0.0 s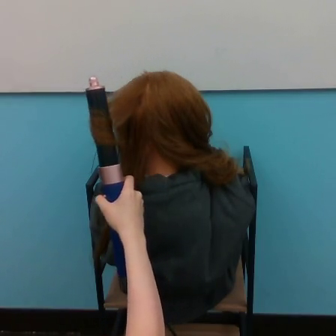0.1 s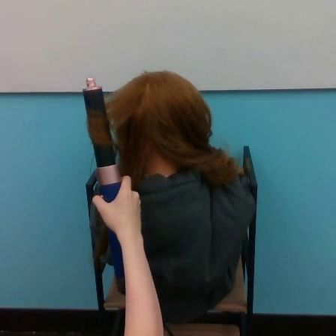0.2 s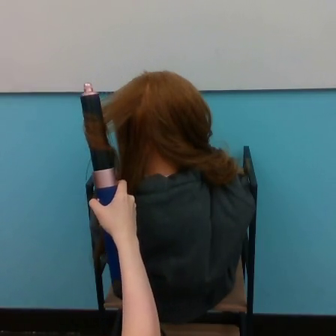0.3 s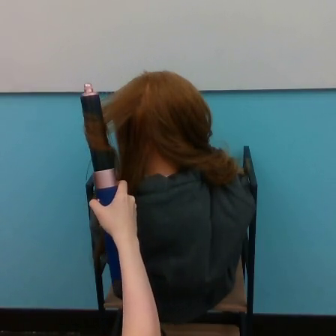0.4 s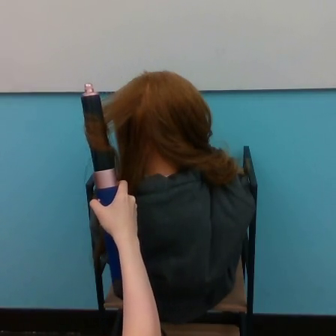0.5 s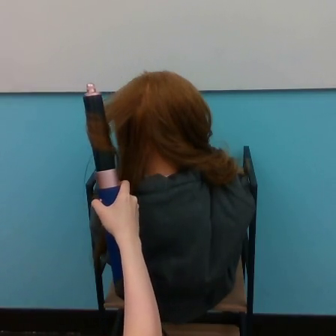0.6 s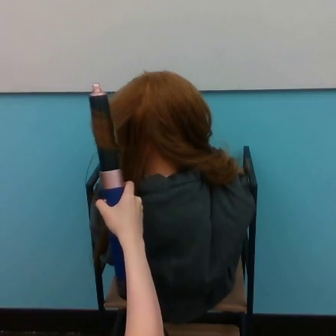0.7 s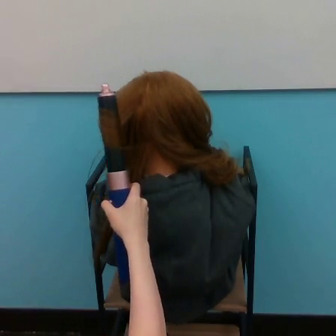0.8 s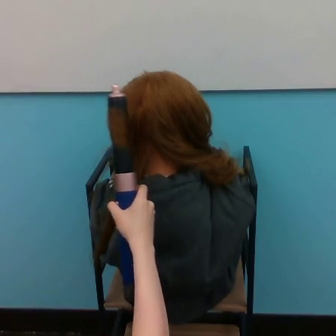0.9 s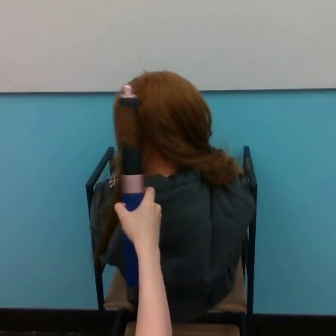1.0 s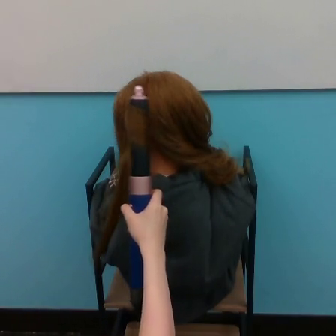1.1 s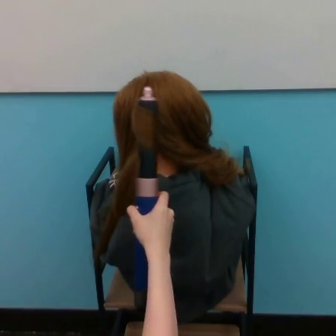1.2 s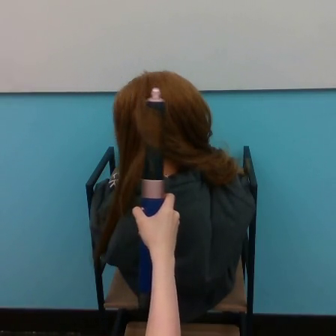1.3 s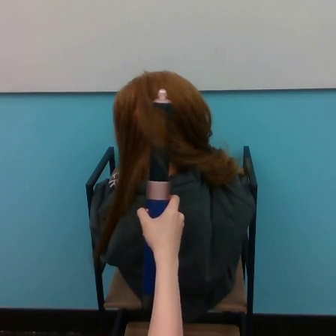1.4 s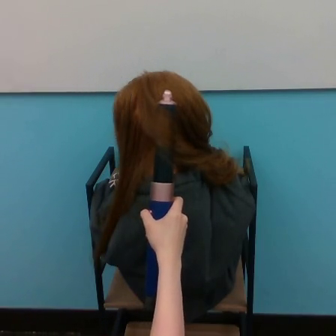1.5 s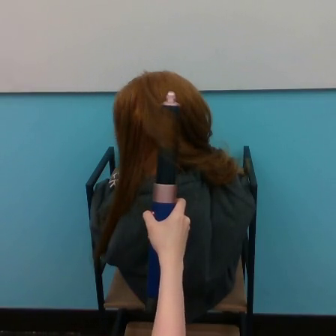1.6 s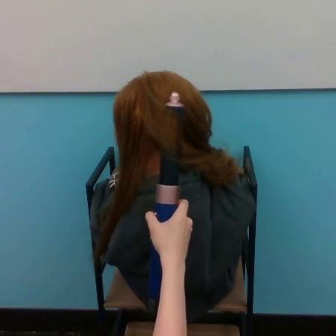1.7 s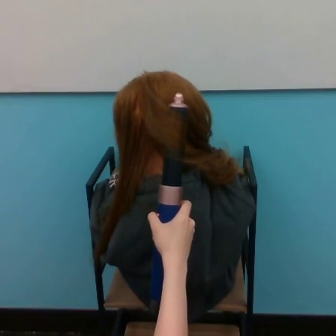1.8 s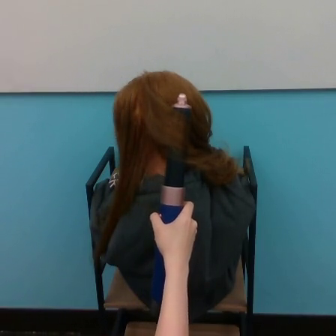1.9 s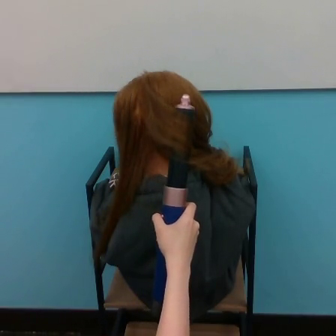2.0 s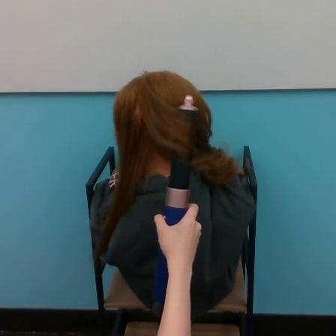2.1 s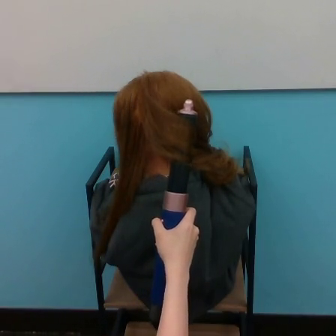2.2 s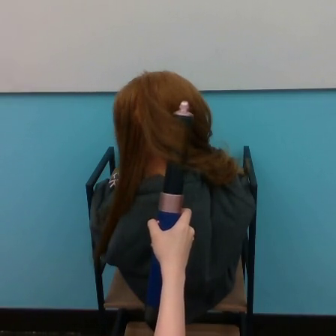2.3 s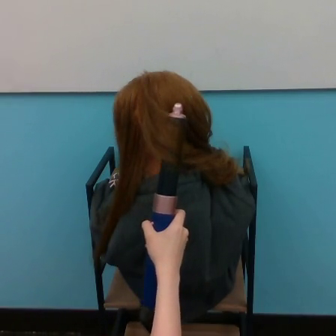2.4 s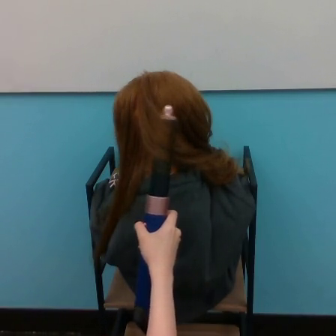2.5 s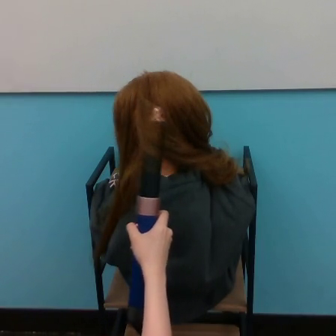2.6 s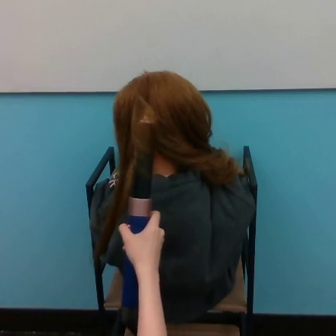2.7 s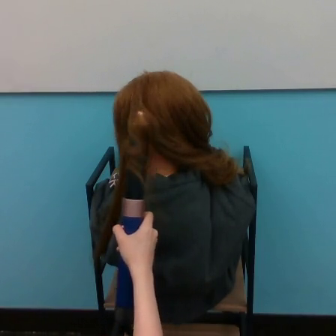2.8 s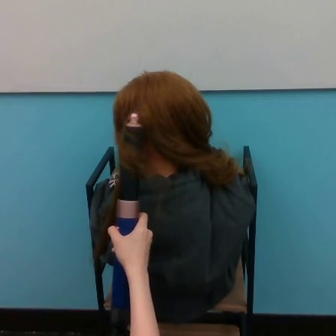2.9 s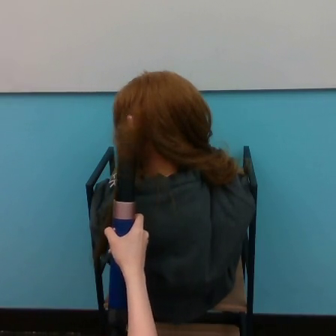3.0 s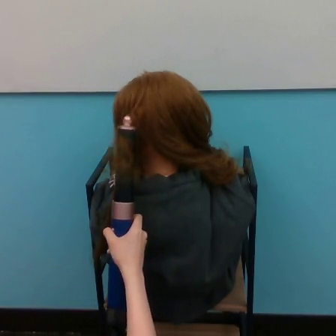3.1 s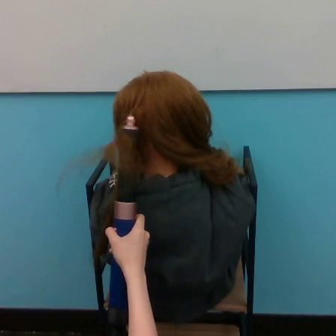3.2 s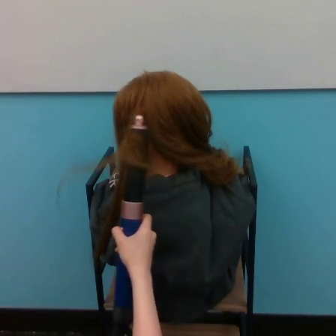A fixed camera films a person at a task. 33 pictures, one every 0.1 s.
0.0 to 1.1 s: The hand goes to the right and downward.
1.1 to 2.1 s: The hand goes to the right and downward.
2.1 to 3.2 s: The hand goes to the left.
Task: curl hair.
